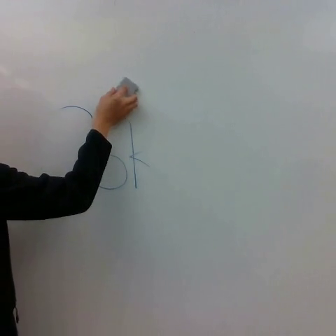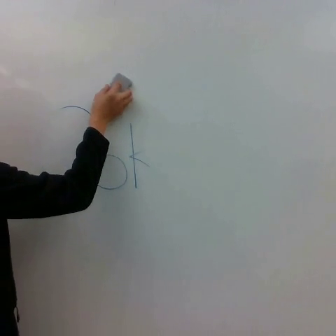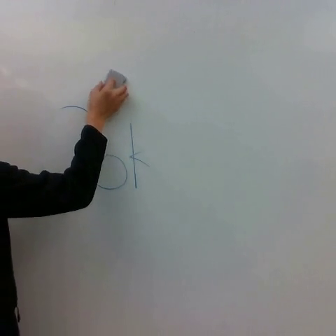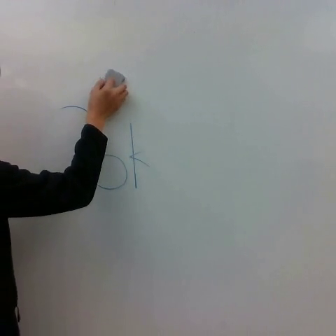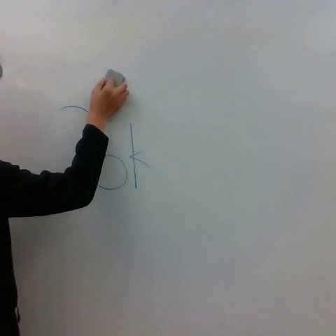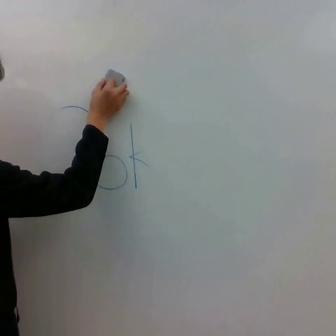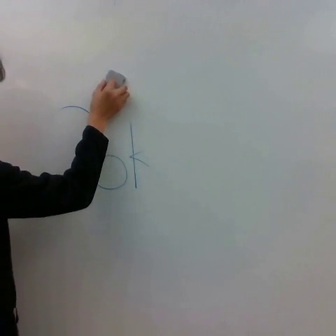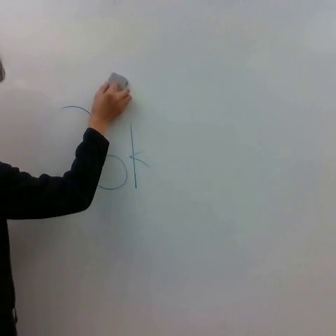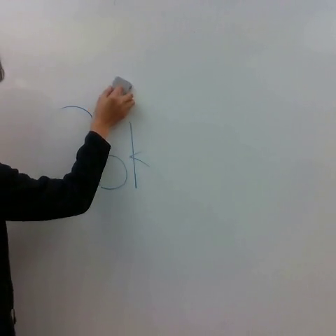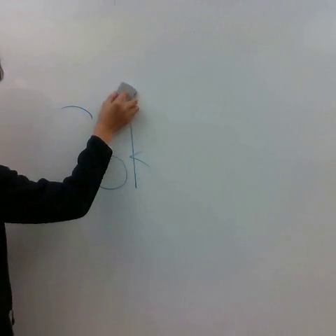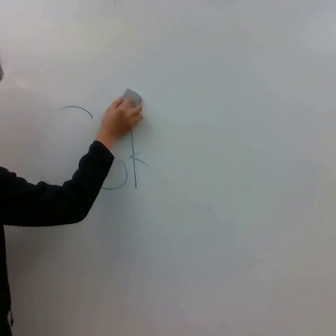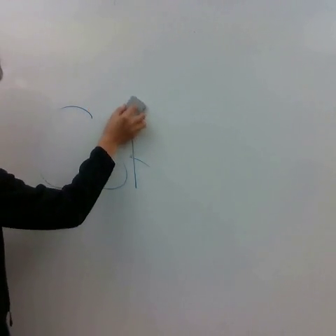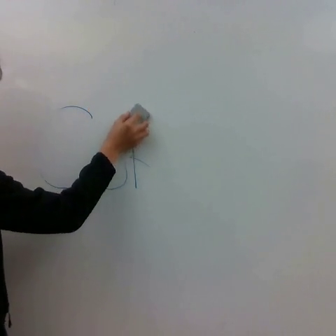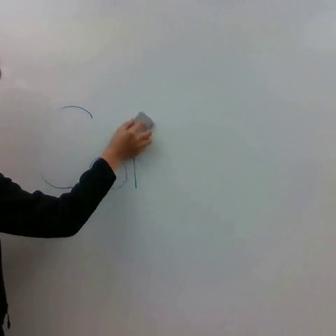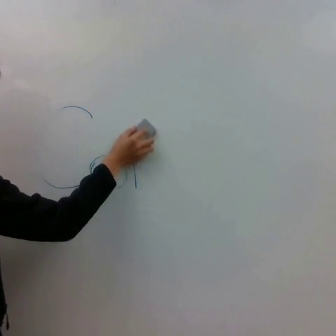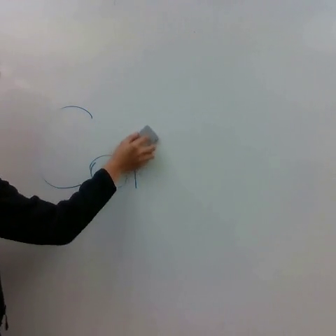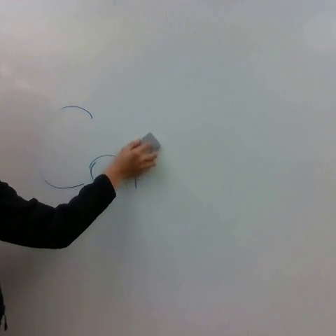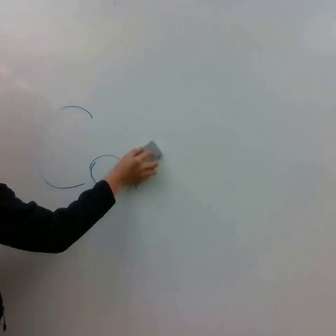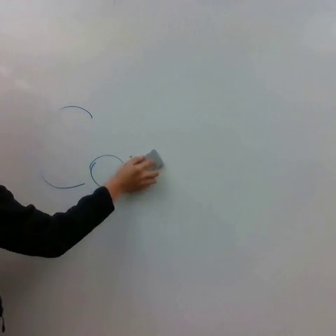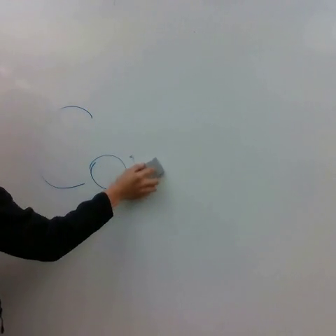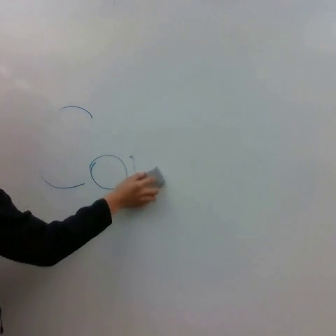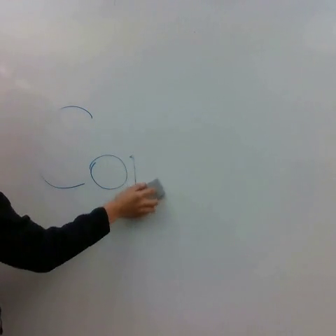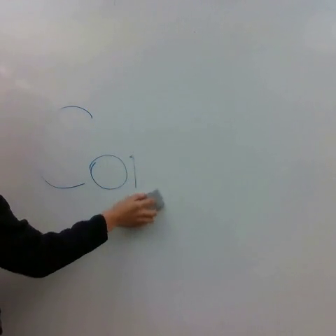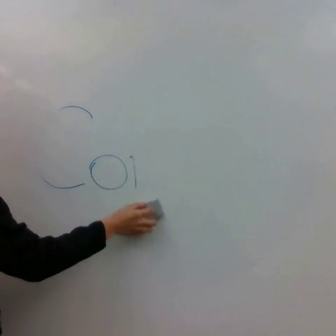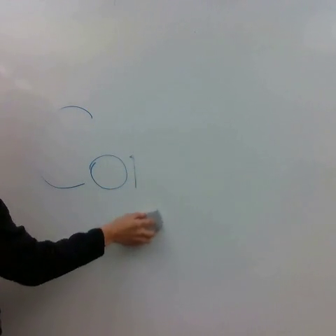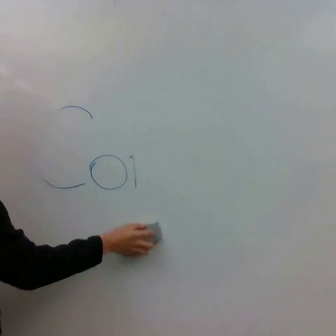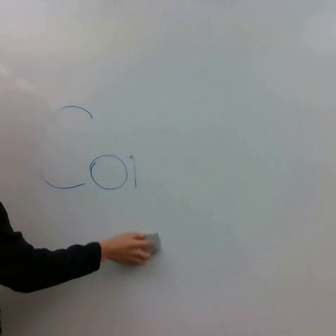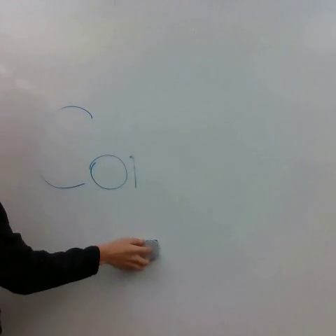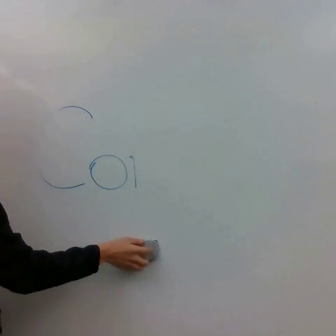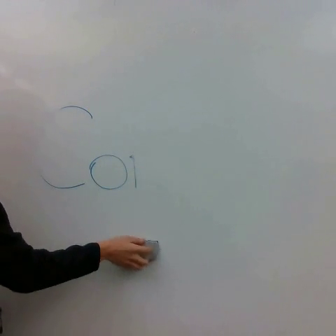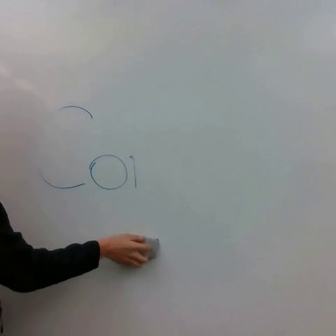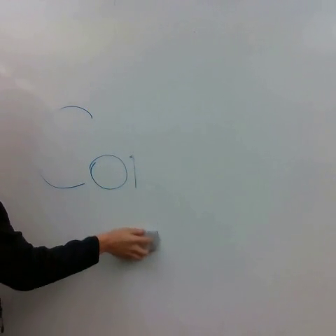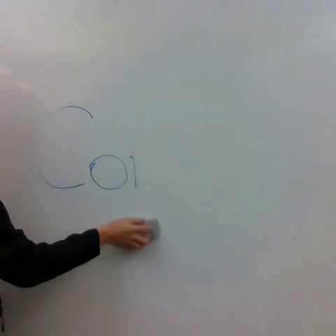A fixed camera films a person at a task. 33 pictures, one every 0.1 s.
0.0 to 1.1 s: The hand goes downward.
1.1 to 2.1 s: The hand goes downward.
2.1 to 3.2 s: The hand goes downward, then upward.
Task: erase whiteboard.
